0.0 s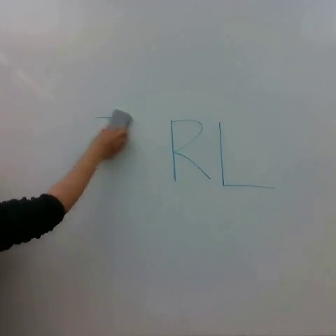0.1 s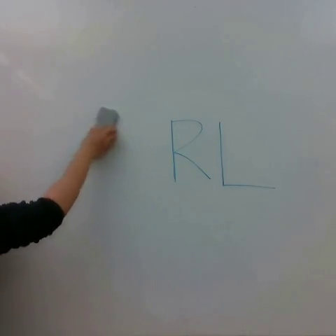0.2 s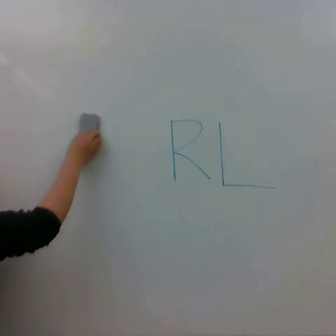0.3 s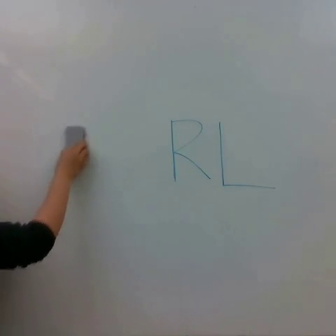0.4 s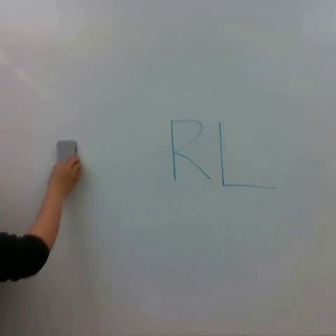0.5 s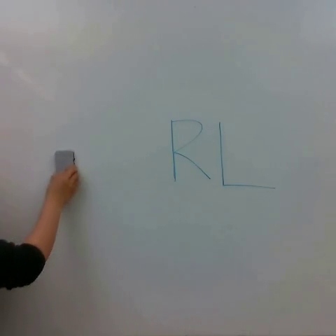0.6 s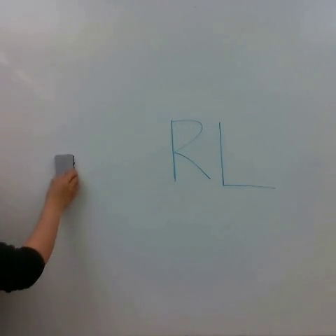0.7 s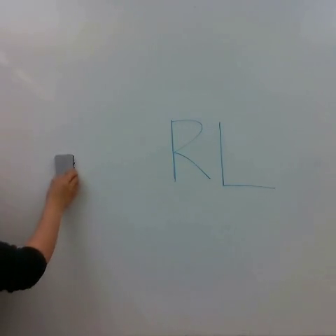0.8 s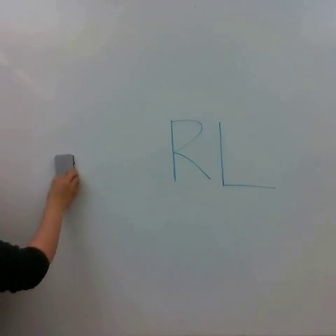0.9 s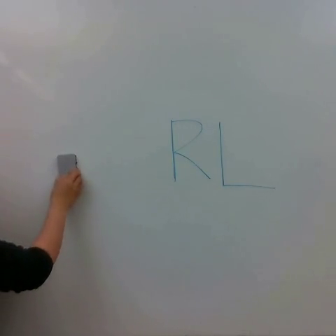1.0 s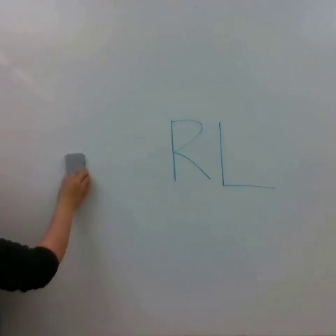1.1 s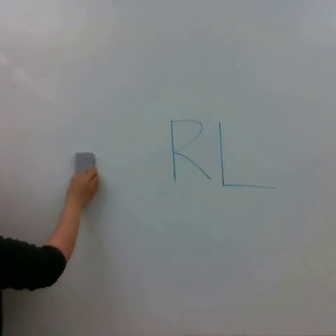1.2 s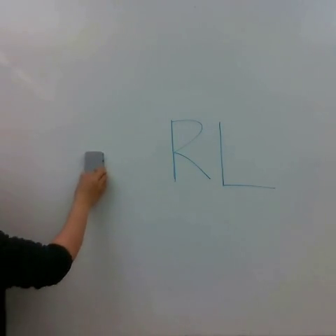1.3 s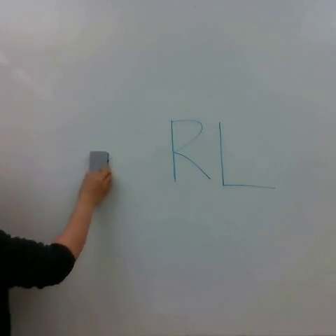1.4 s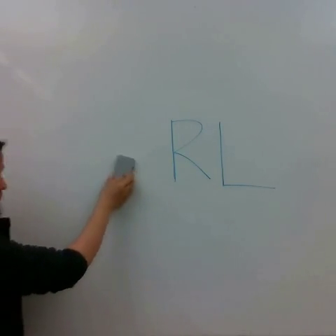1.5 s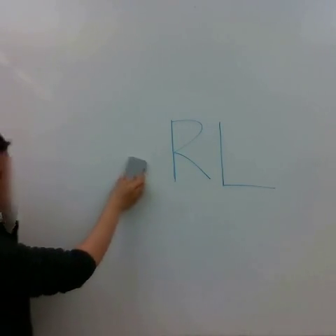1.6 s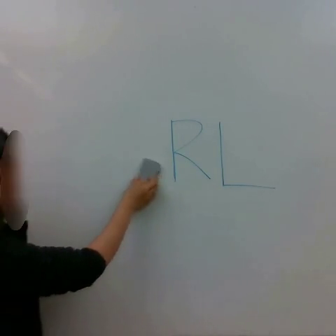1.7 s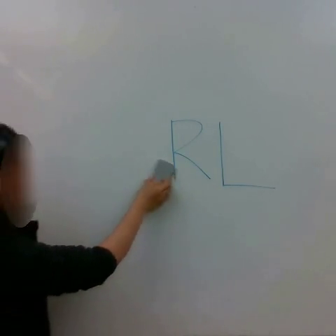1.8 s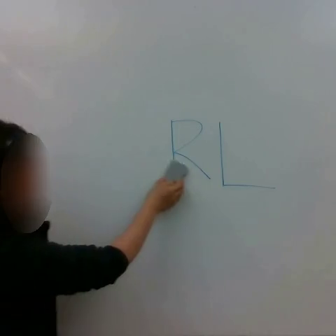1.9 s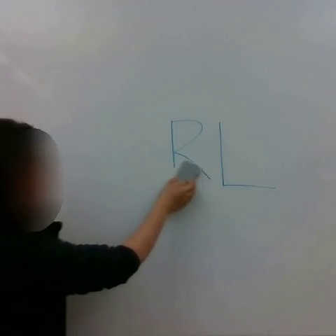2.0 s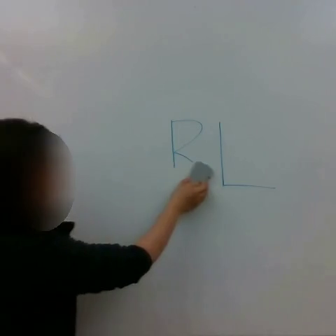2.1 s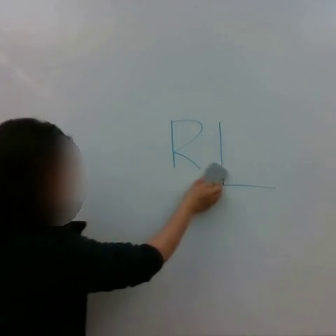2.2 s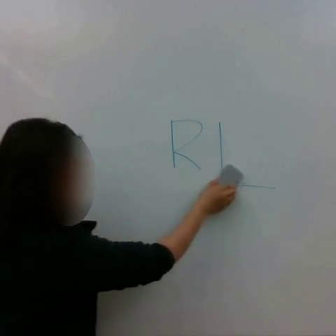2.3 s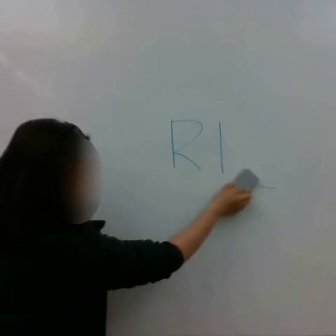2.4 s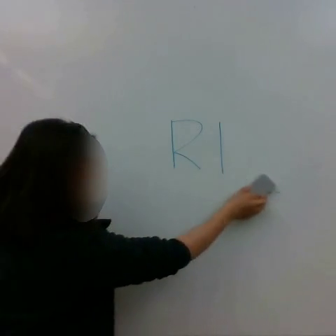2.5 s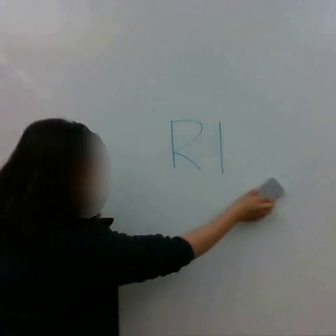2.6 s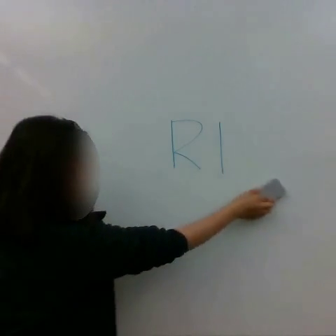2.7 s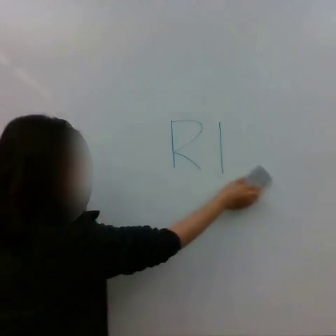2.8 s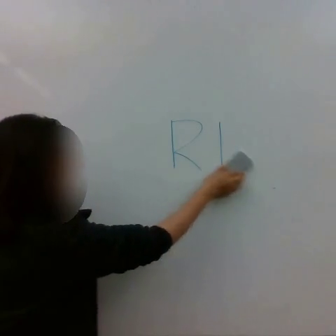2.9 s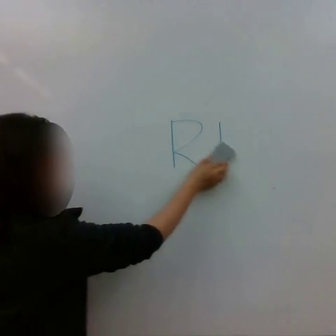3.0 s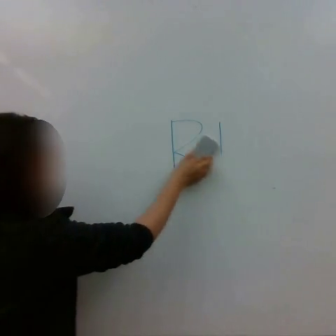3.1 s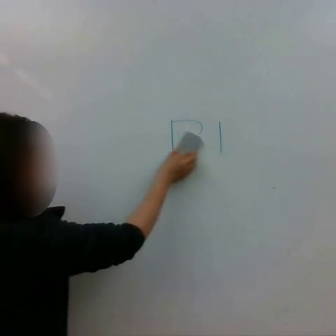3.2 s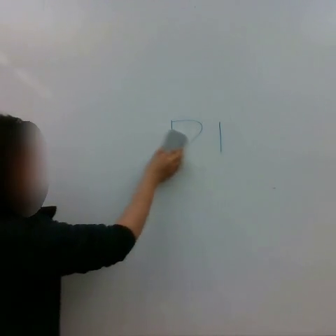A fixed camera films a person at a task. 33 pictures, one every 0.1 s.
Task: erase whiteboard.
0.0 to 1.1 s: The hand goes to the left and downward, then to the right, on a counterclockwise arc.
1.1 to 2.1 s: The hand goes to the right.
2.1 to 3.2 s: The hand goes to the right, then to the left and upward.
